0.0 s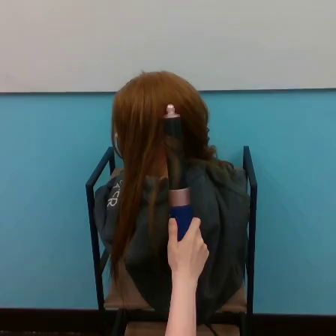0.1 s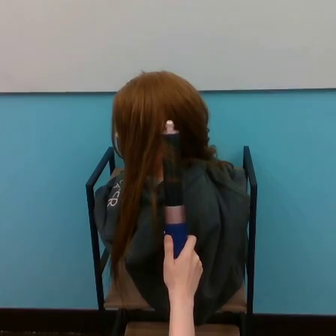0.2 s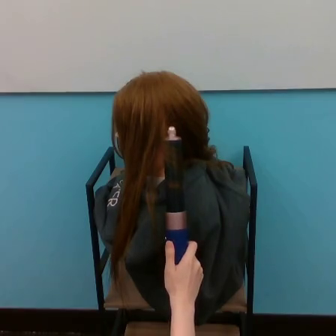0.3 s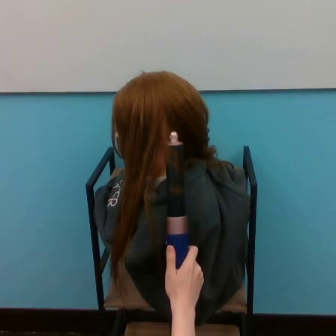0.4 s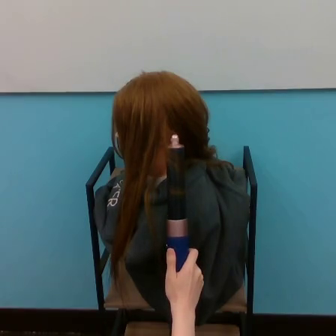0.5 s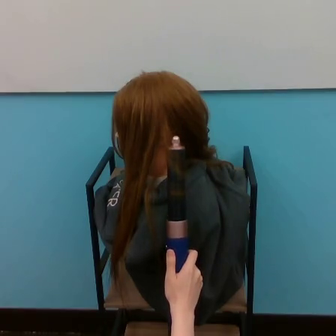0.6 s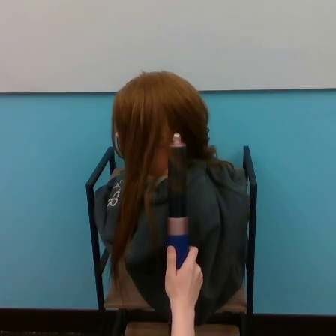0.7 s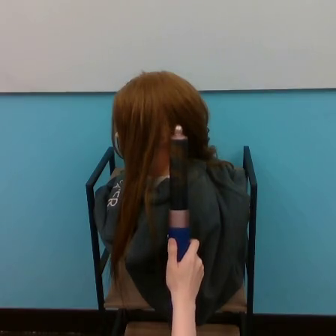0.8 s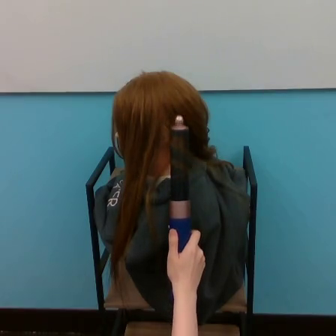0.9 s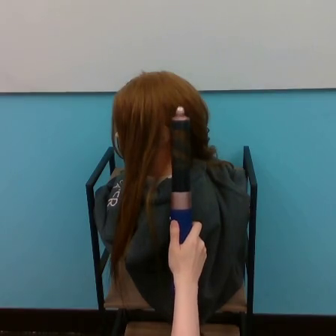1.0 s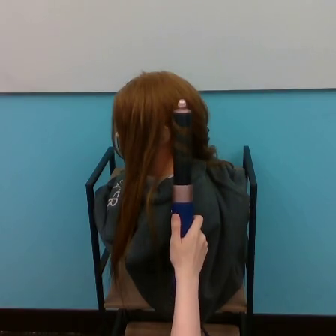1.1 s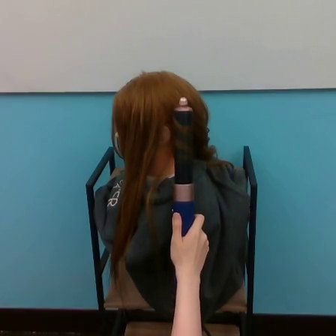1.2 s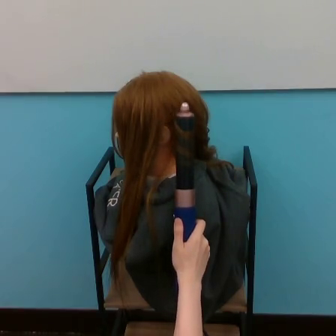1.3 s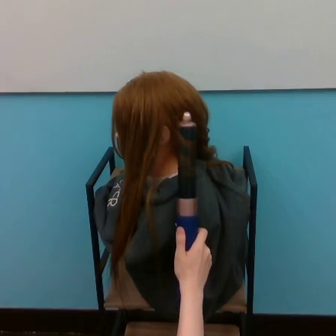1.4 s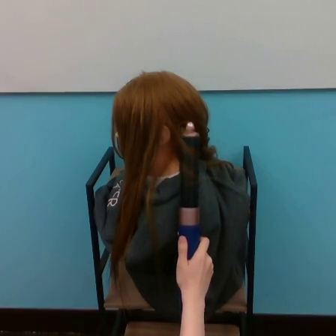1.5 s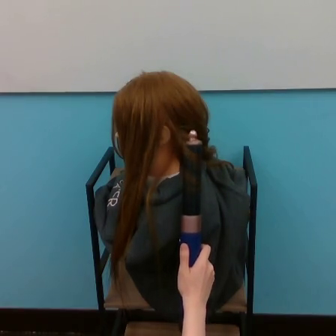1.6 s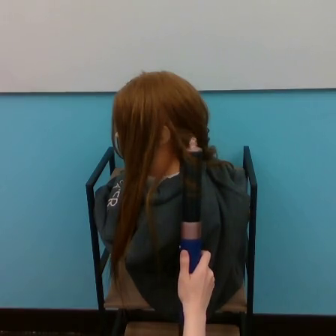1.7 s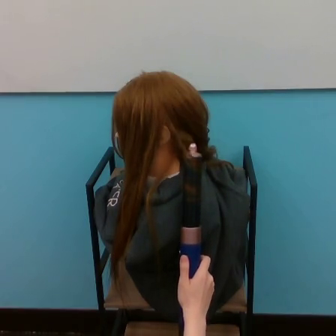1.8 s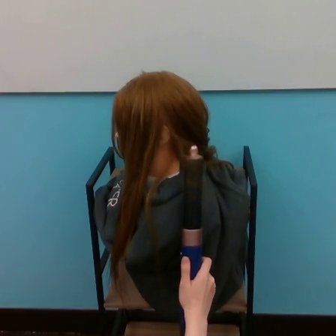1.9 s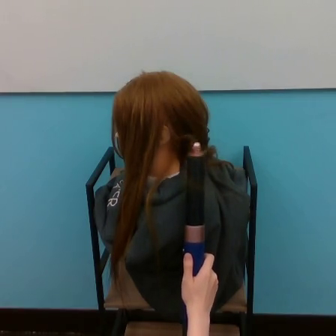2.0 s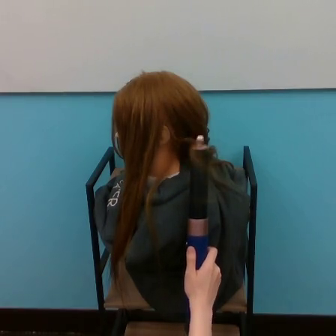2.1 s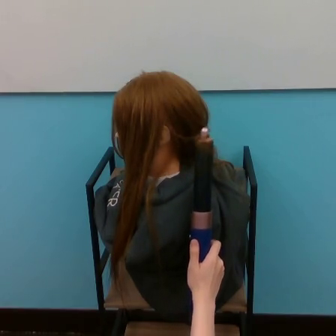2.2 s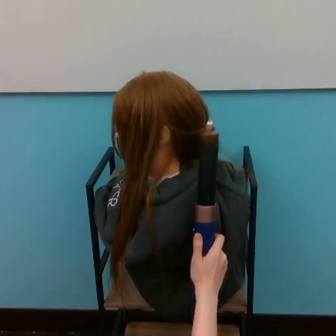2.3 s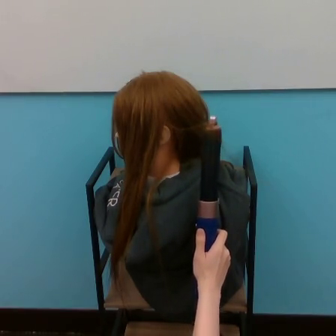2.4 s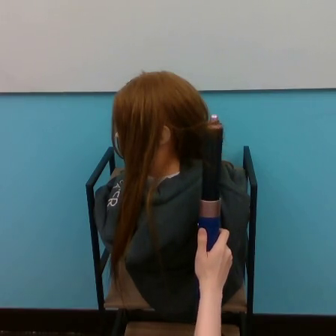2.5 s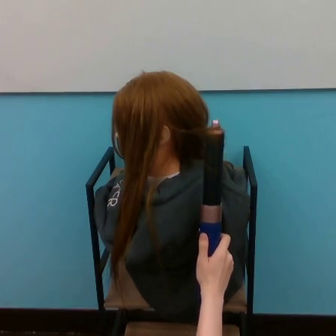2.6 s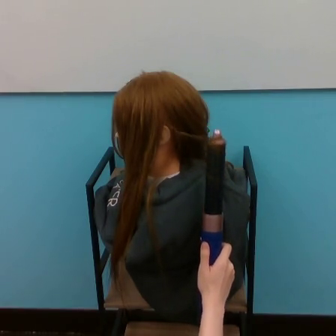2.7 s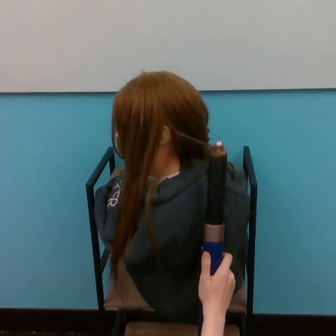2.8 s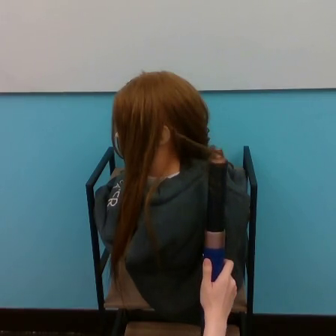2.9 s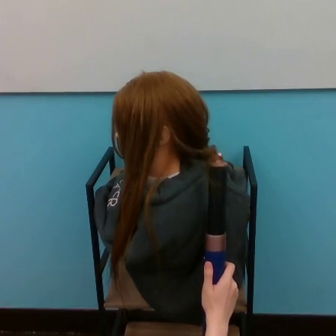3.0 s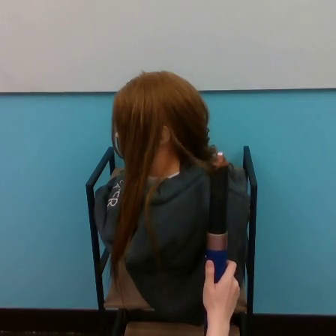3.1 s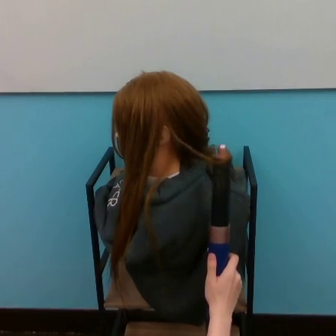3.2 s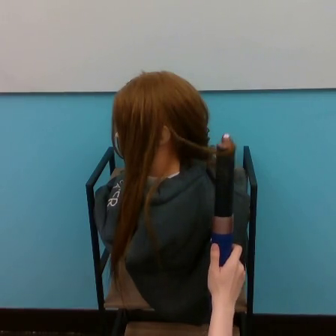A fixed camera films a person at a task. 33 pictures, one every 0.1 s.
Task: curl hair.
0.0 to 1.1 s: The hand goes downward, then upward.
1.1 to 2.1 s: The hand goes downward, then upward, on a counterclockwise arc.
2.1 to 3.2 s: The hand goes downward and to the right, then upward.
